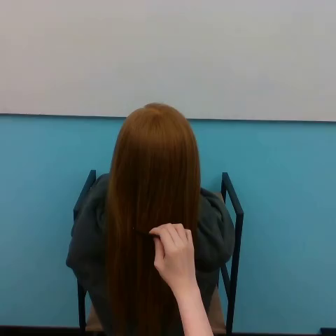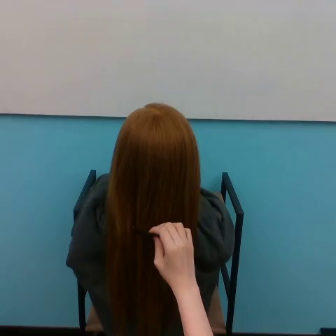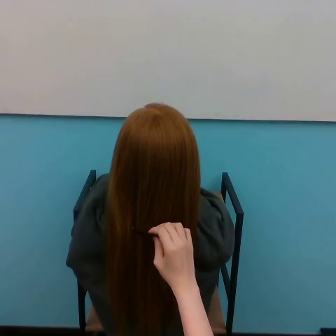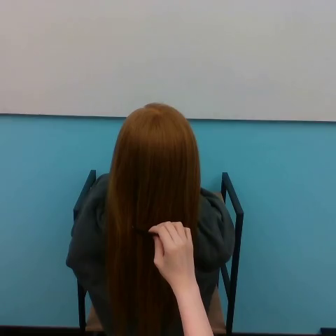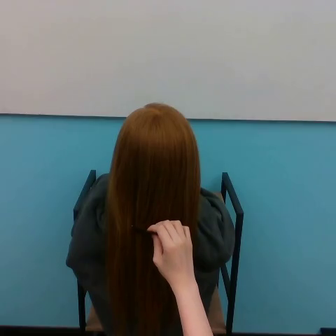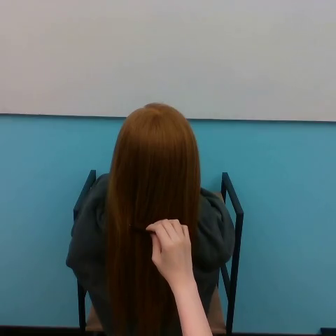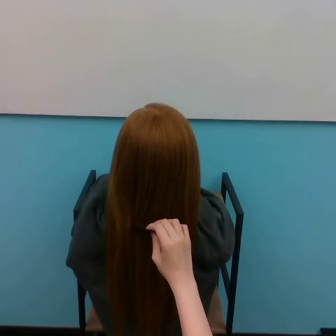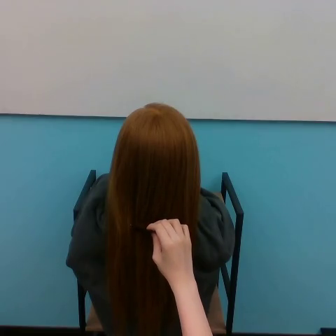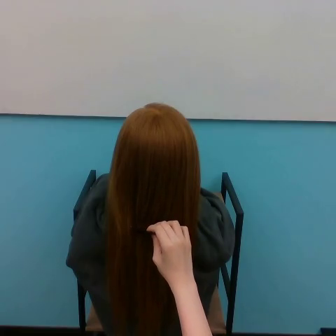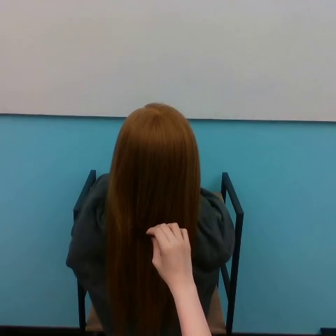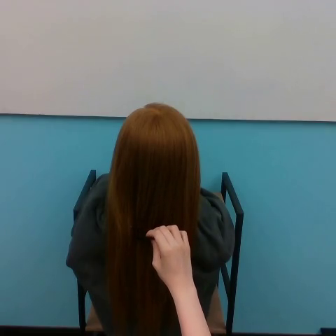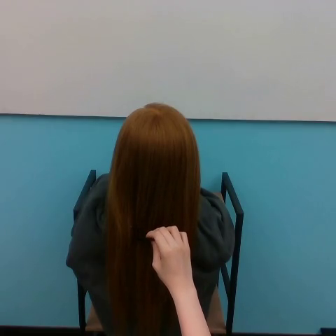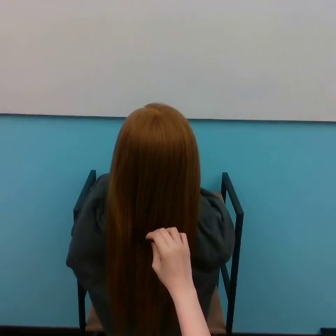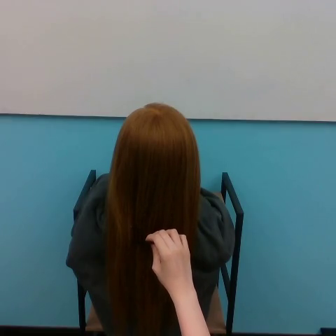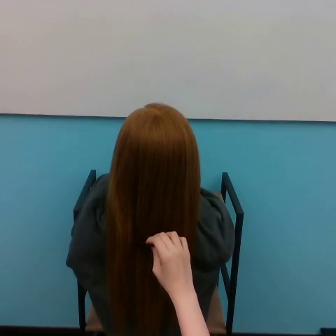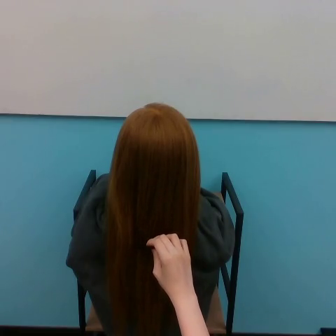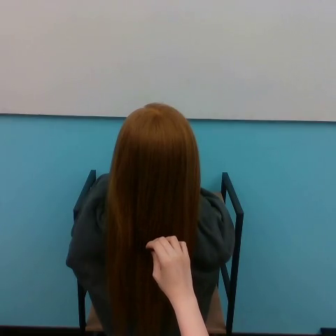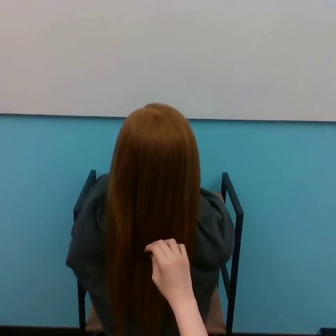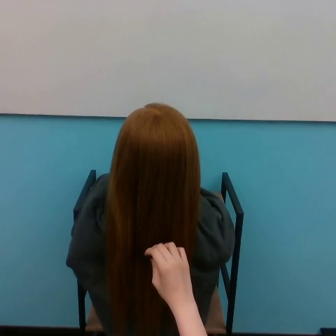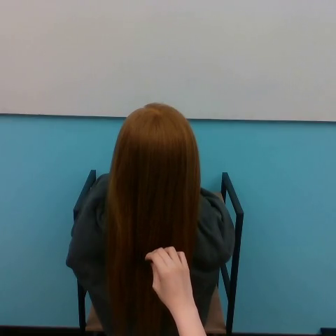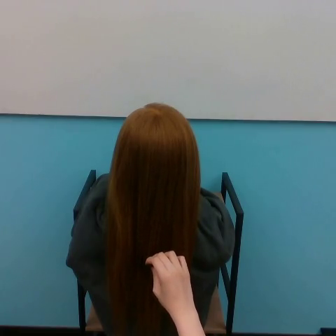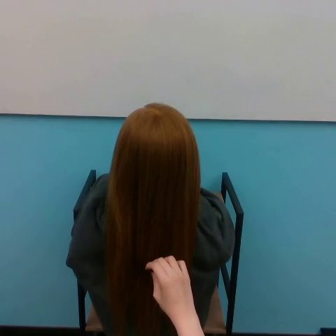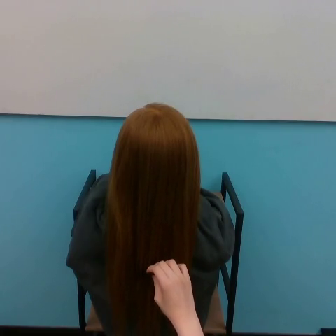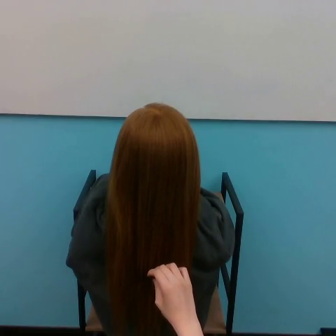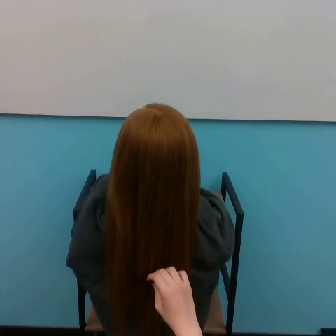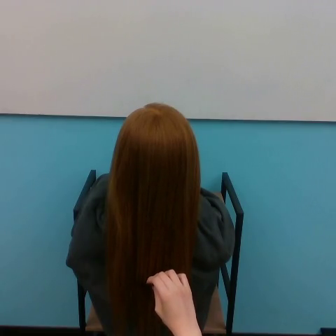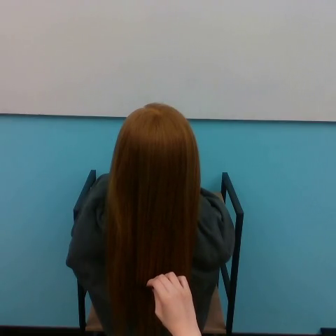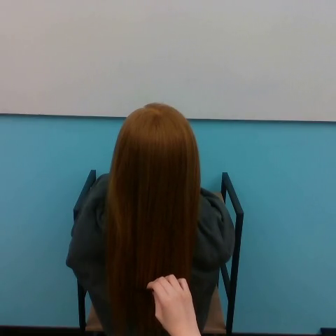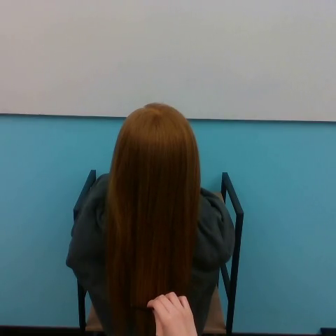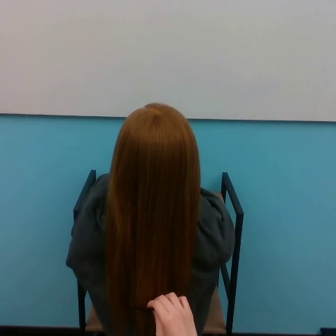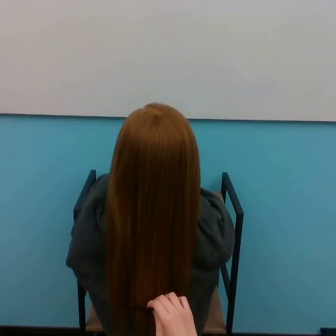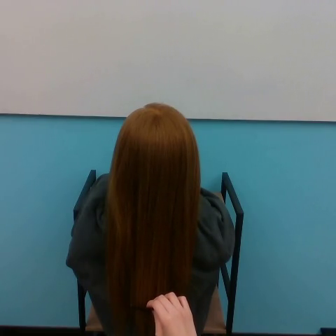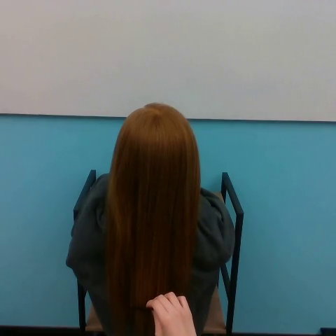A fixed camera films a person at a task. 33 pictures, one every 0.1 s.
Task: brush hair.
0.0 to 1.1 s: The hand moves only a little.
1.1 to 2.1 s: The hand goes downward.
2.1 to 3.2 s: The hand goes downward.
